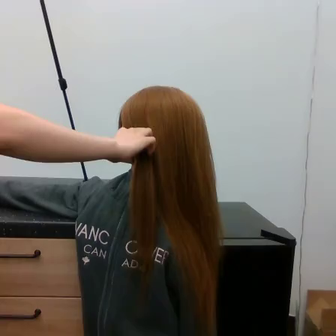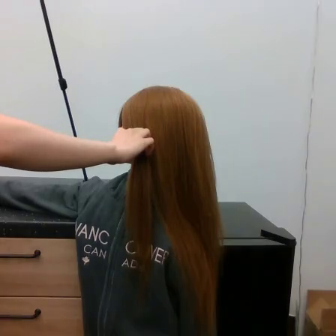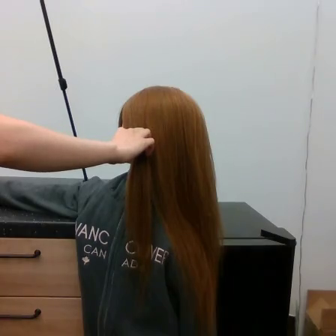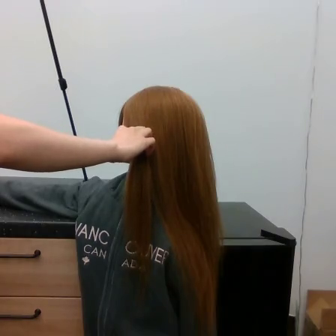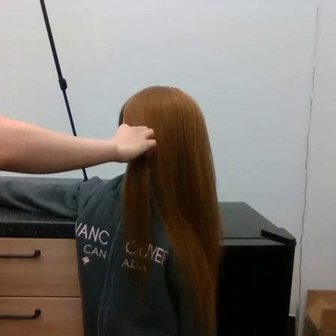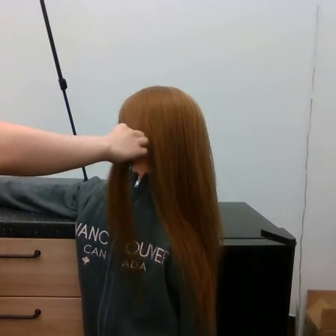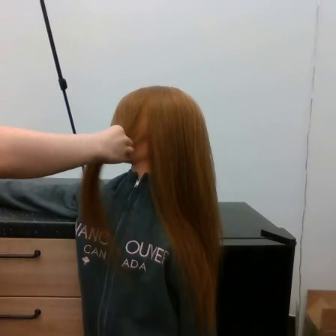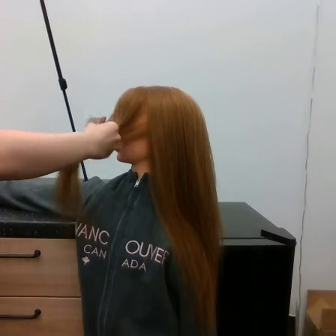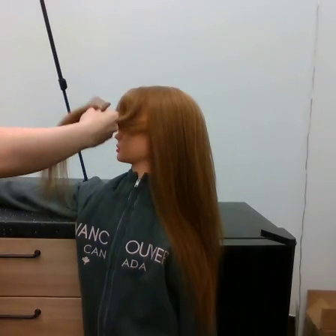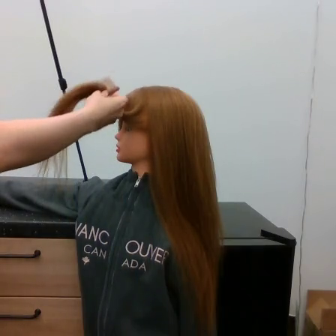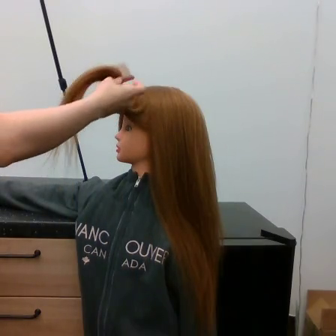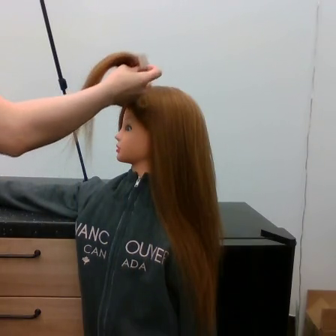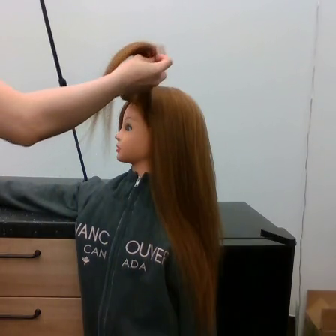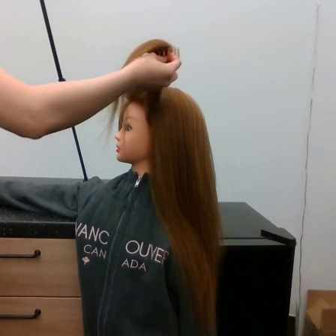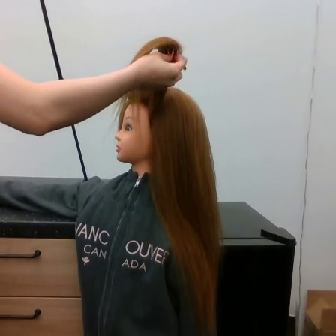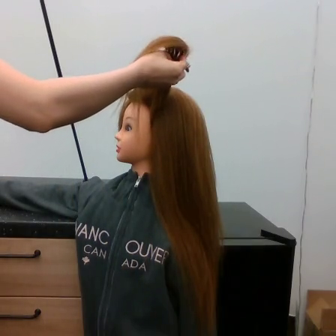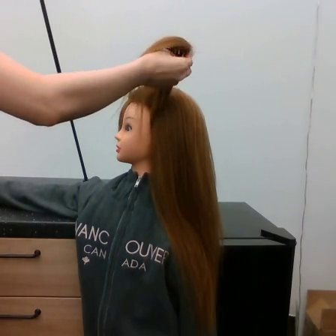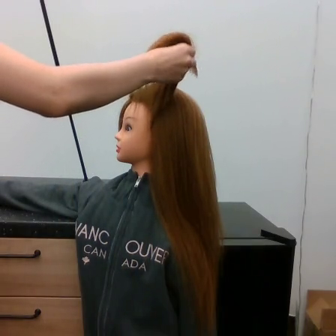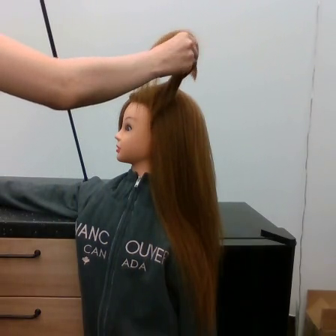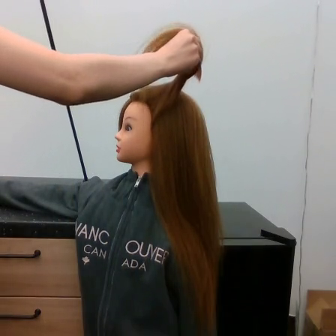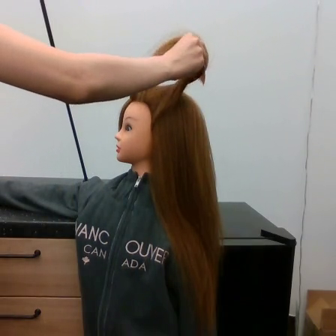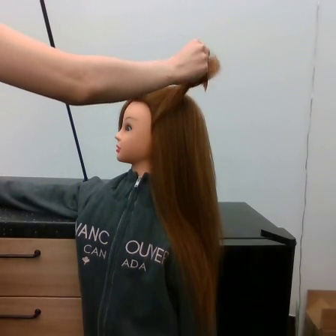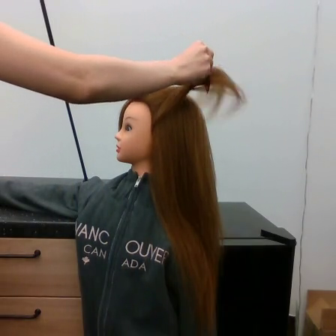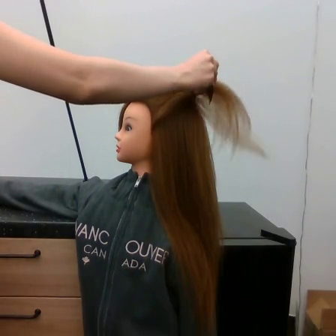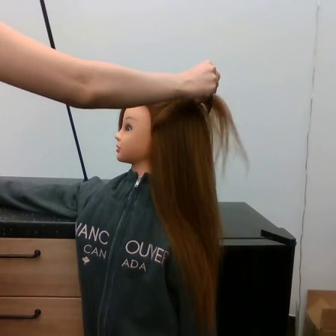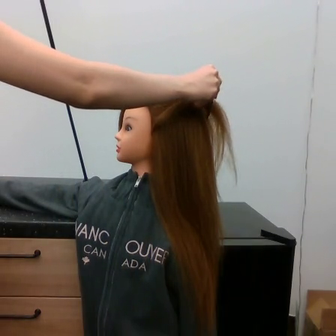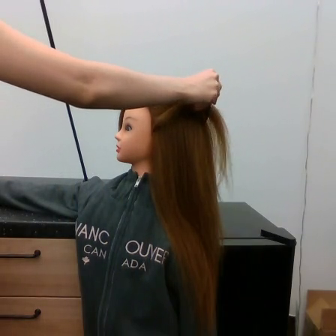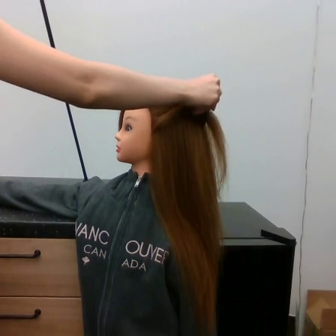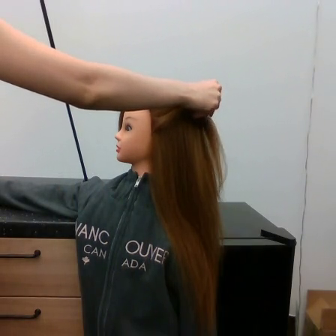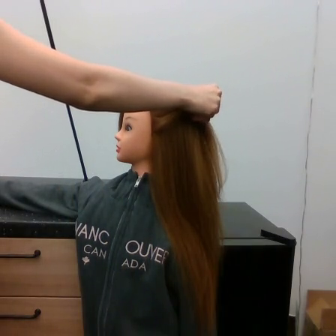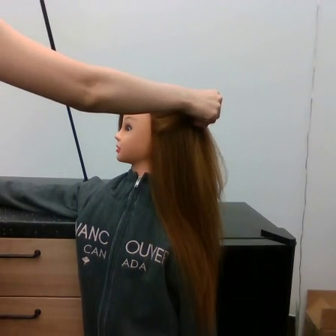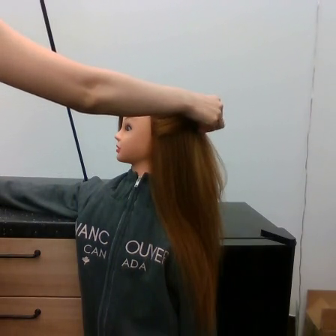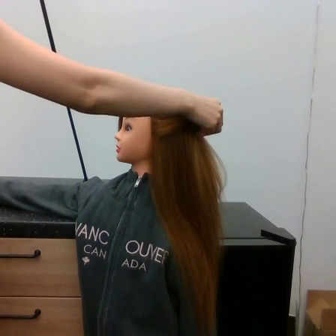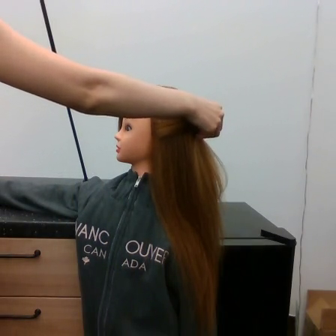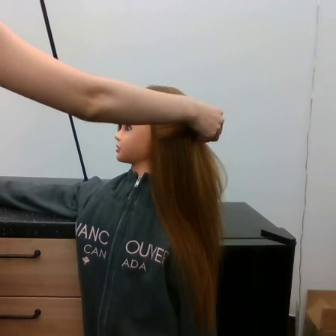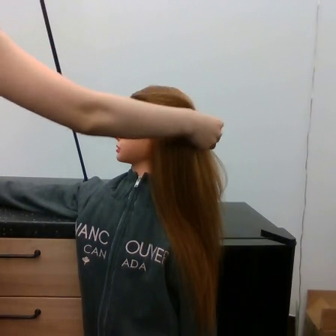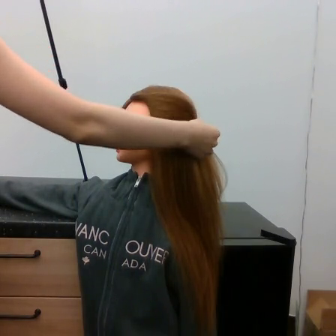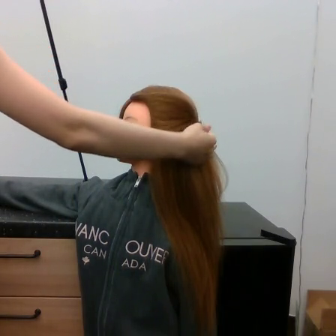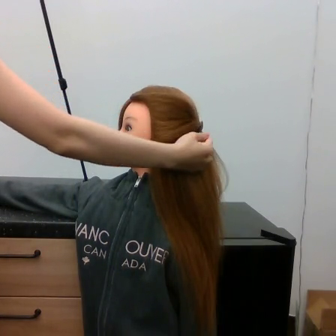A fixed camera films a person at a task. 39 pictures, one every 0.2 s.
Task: tidy side hair.
Motion: make a circular motion clockwise.
0.0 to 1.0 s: The hand moves only a little.
1.0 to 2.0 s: The hand goes upward.
2.0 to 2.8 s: The hand goes to the right and upward.
2.8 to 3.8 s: The hand goes to the right and upward.
3.8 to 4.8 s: The hand goes downward and to the right.
4.8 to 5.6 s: The hand goes downward.
5.6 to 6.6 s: The hand goes downward.
6.6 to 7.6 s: The hand goes downward.
In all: It circles clockwise, turning through about 270 degrees.
